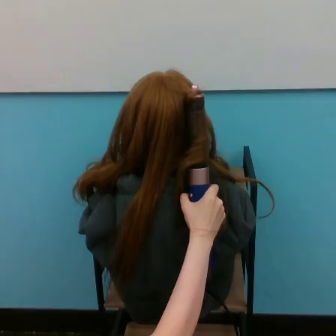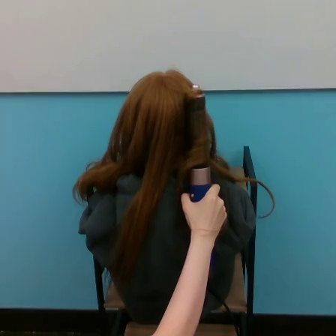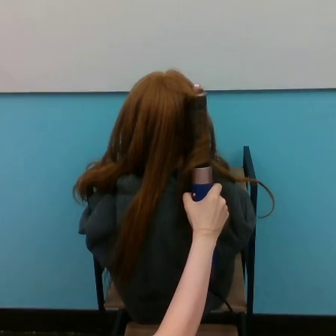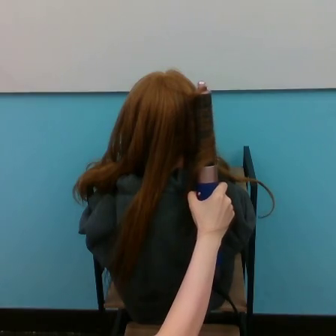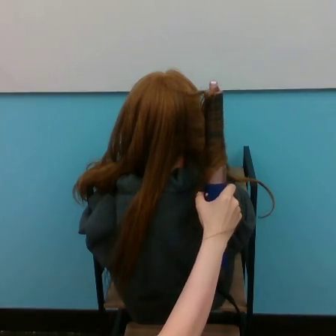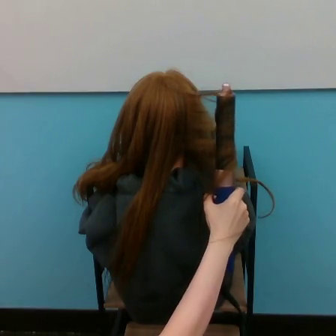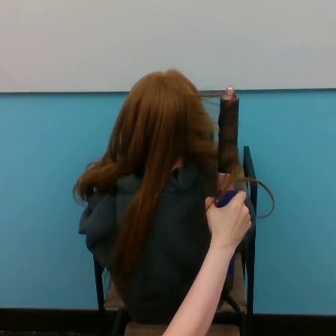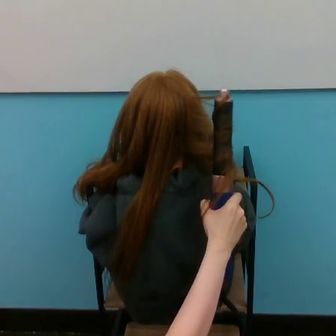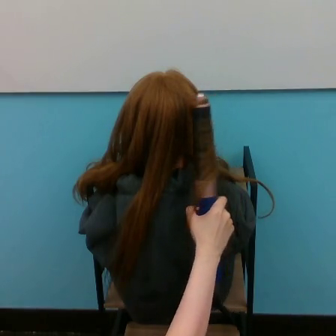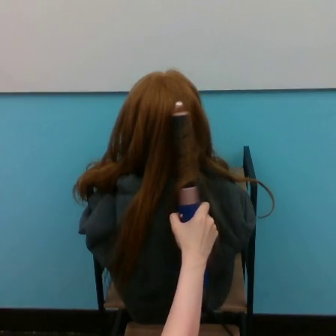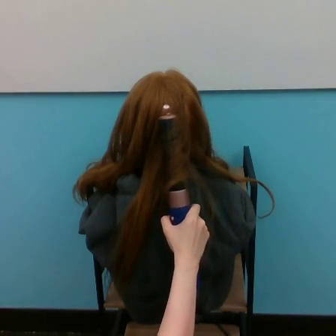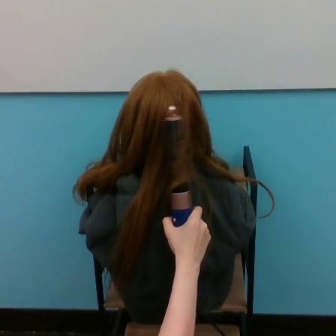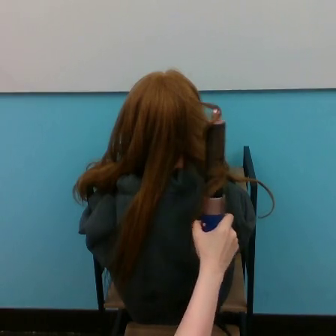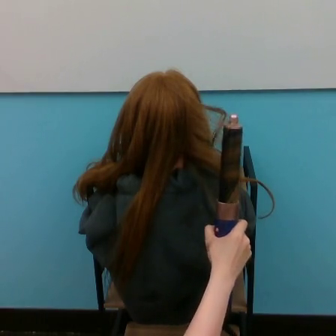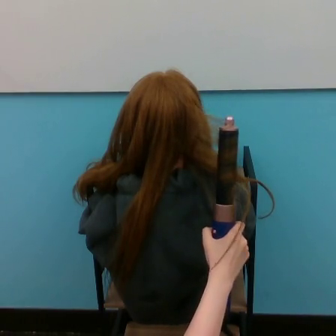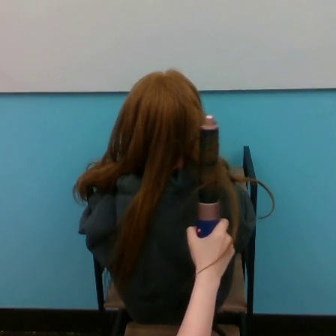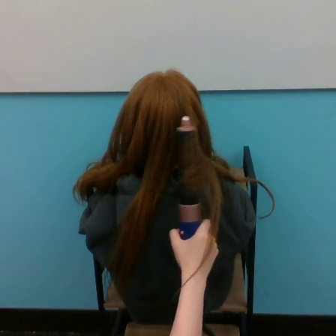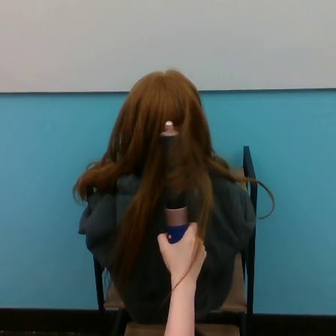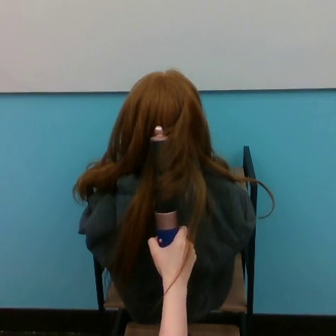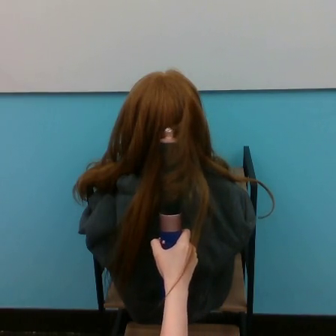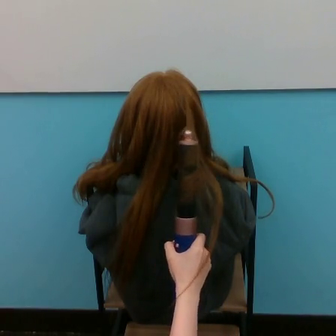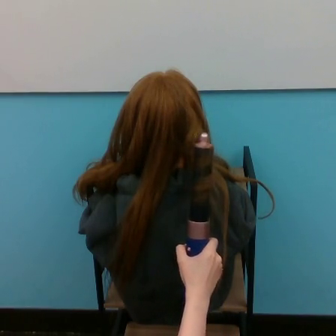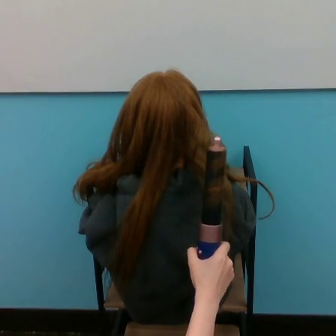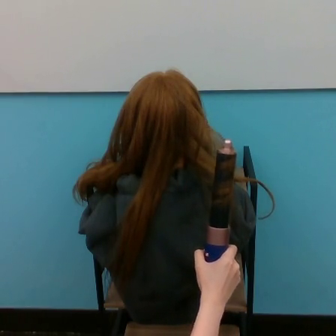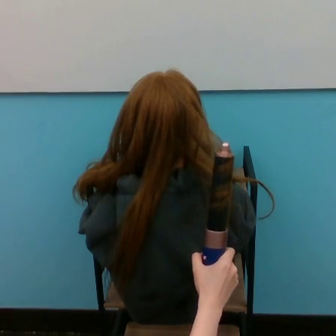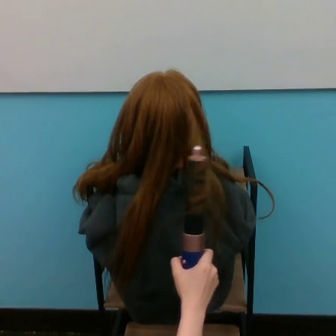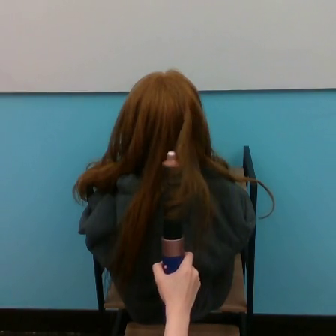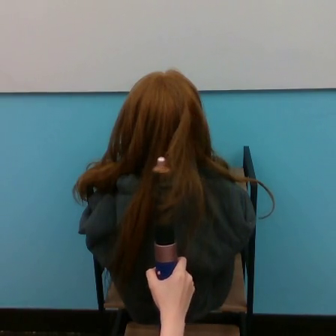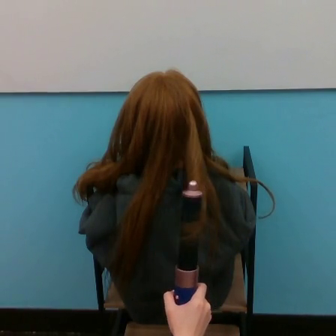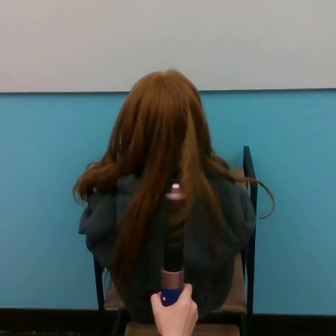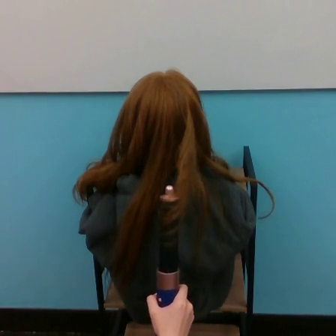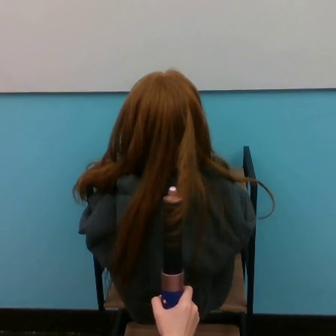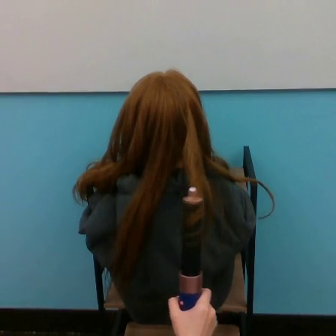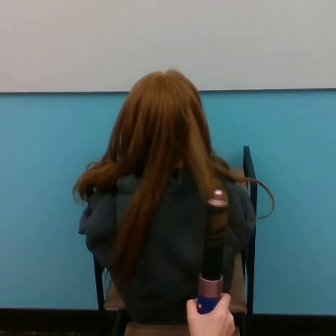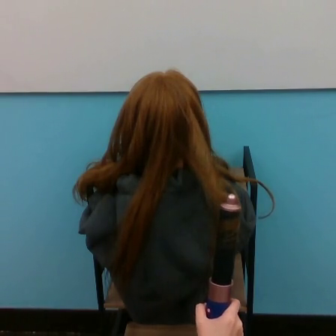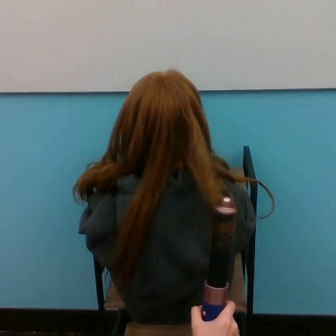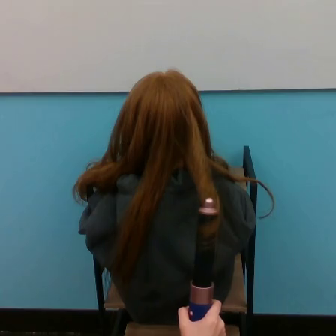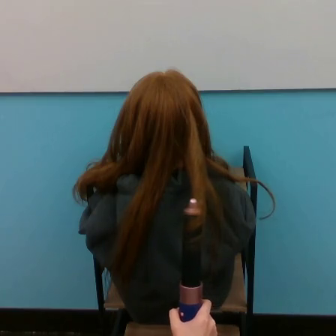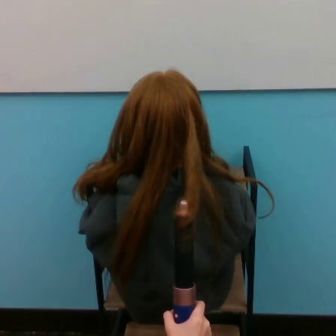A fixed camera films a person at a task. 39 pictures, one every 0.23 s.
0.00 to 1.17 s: The hand goes to the right.
1.17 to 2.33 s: The hand goes to the left and downward.
2.33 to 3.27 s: The hand goes to the right.
3.27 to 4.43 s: The hand goes to the left.
4.43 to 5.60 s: The hand goes to the right and downward, on a clockwise arc.
5.60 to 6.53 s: The hand goes to the left.
6.53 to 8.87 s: The hand stays where it is.
Task: curl hair.
Motion: move downward, making horizontal oscillations to the left and to the right.
